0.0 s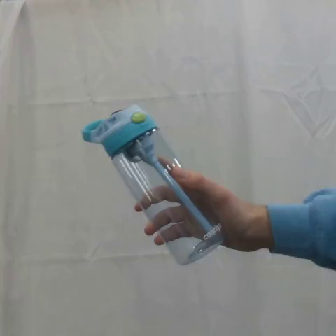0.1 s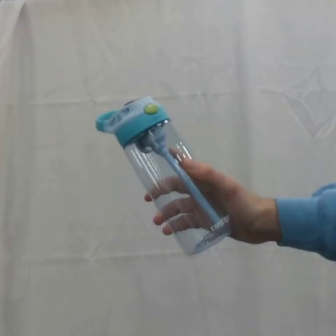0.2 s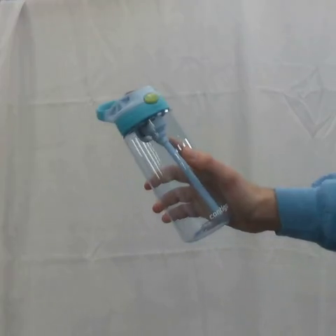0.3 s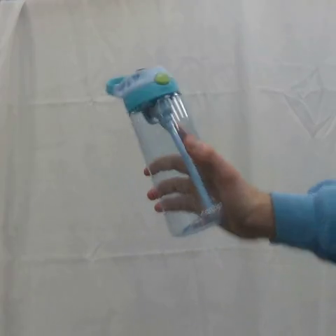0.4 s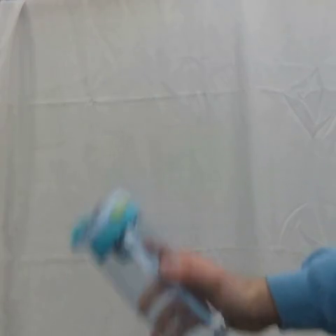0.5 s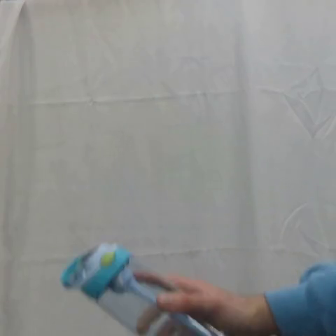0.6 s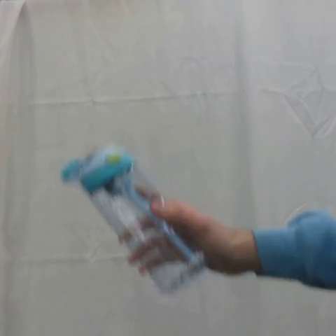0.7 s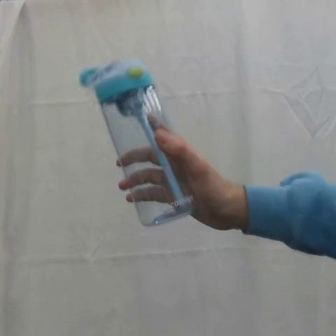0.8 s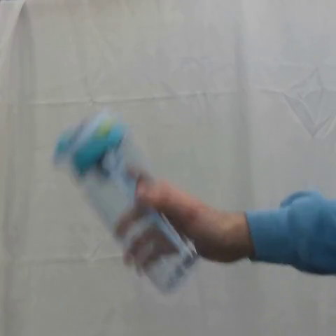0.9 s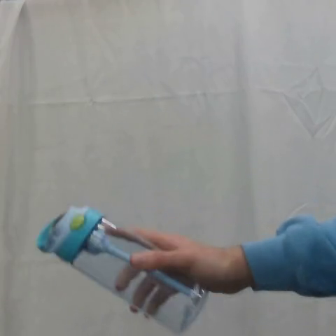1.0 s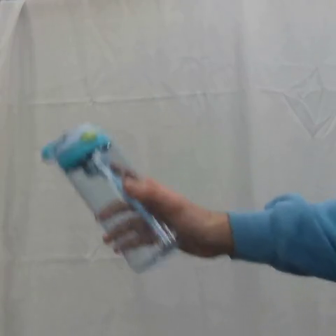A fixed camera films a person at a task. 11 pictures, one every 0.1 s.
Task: shake the water bottle.
Motion: move up and down 2 times.
0.0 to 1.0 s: The hand goes downward, then upward and to the left.
